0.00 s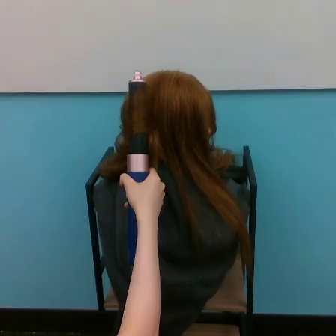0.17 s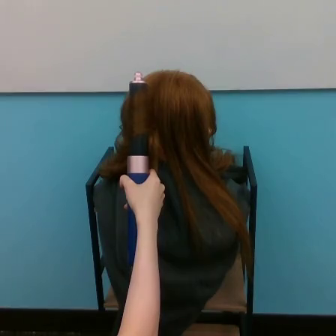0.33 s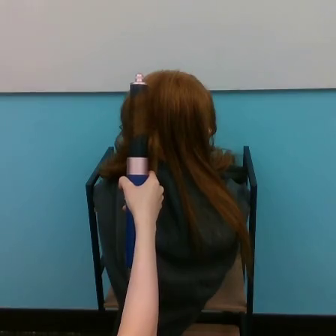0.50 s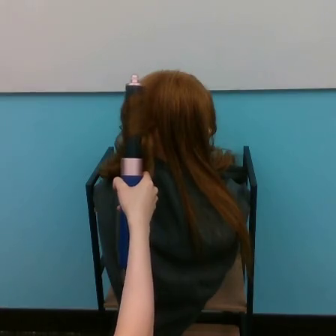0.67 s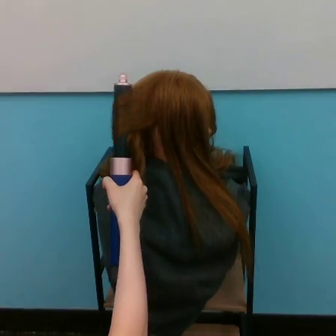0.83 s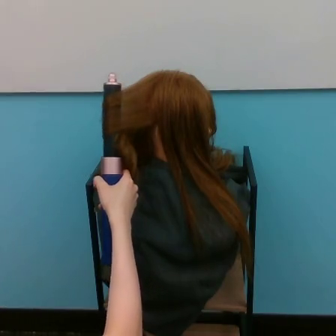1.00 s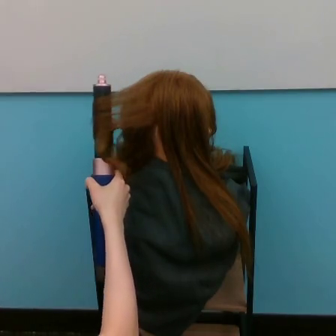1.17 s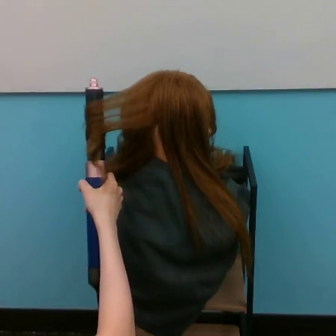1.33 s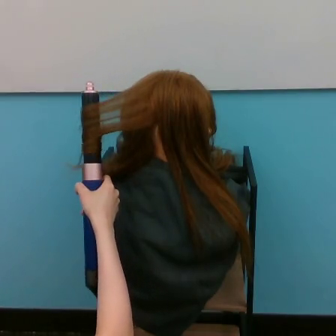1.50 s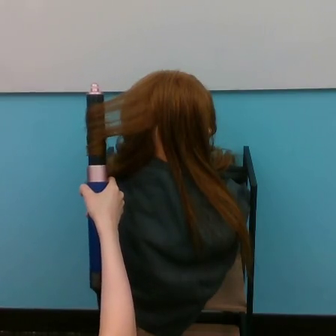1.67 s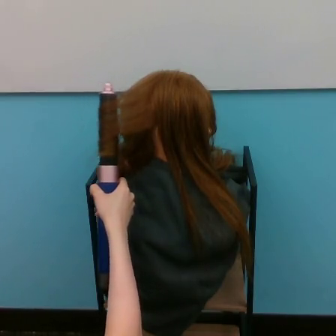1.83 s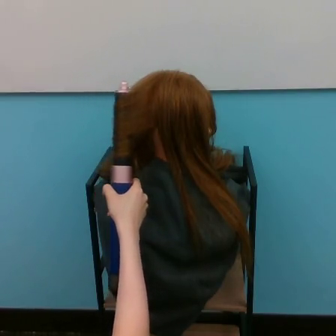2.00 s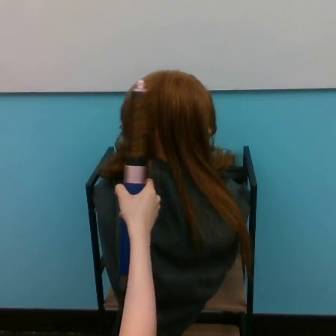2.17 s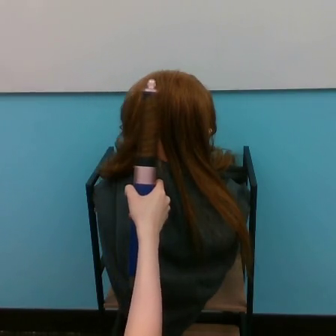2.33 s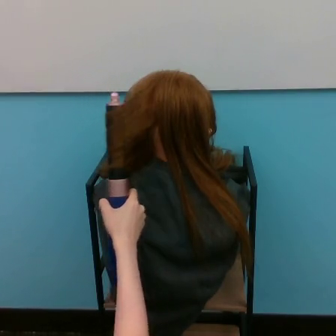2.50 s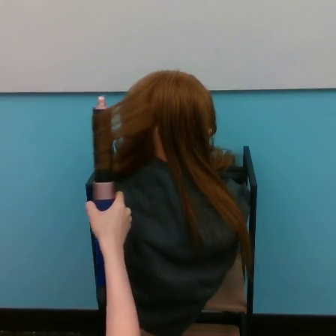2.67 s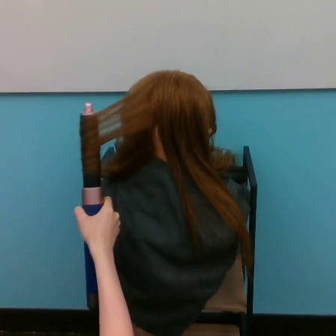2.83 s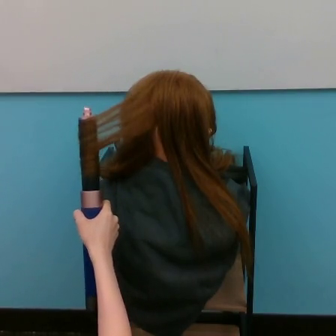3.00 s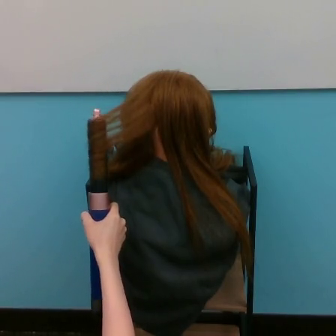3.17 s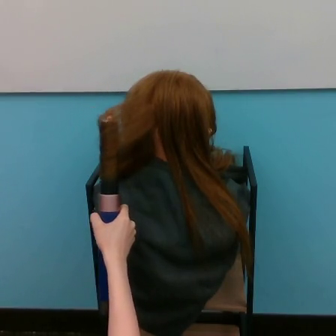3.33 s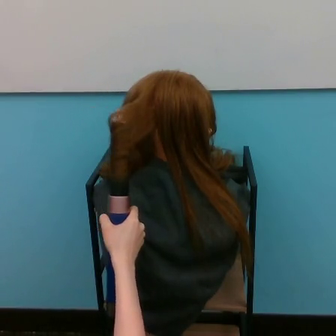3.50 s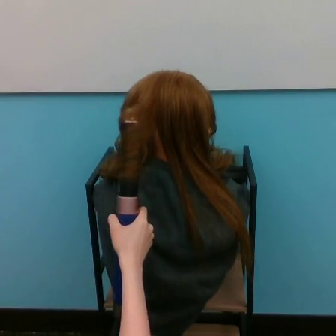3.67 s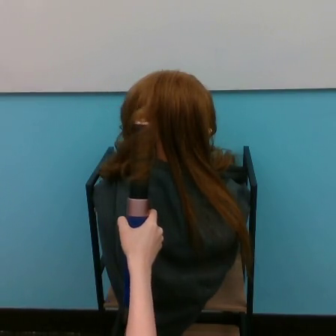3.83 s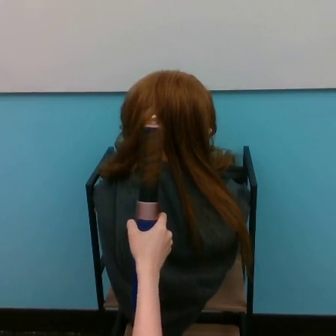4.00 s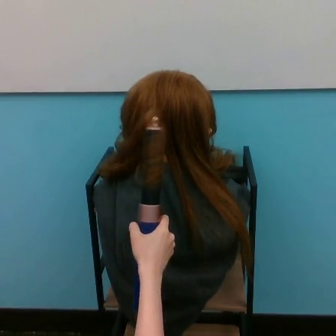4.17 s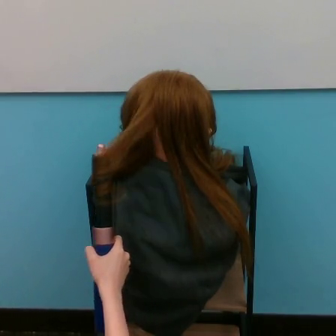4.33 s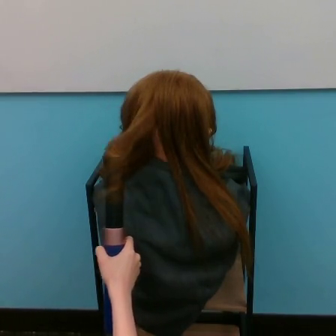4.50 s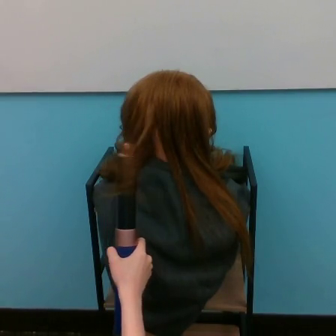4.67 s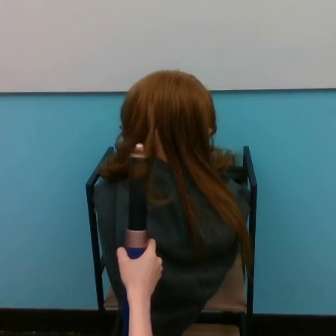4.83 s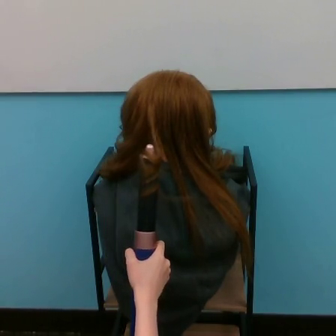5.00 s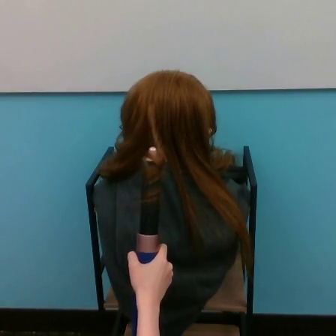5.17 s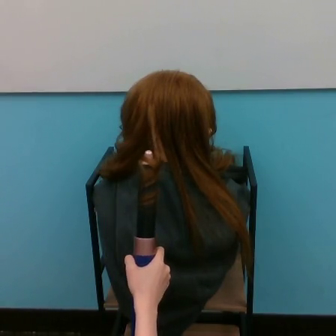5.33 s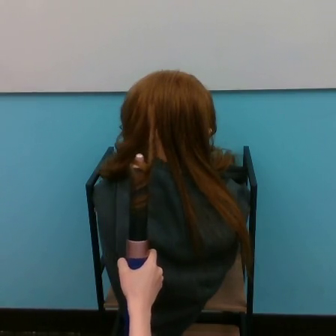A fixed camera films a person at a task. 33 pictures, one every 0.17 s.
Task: curl hair.
Motion: move downward, making horizontal oscillations to the left and to the right.
0.00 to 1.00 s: The hand goes to the left.
1.00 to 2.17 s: The hand goes to the right, on a counterclockwise arc.
2.17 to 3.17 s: The hand goes to the left and downward, then to the right.
3.17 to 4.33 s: The hand goes to the right, then to the left and downward.
4.33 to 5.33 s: The hand goes to the right, on a clockwise arc.
